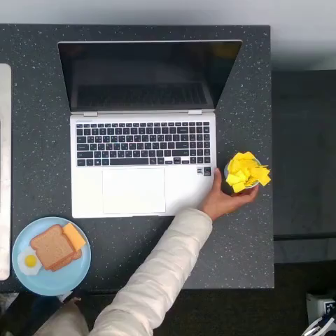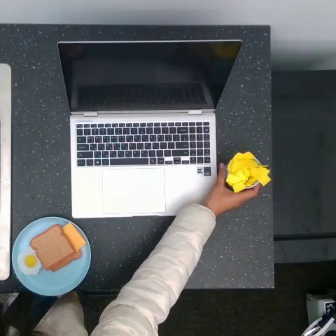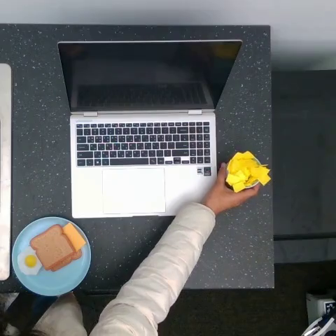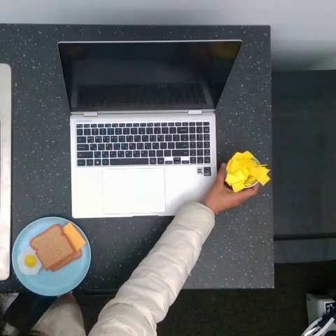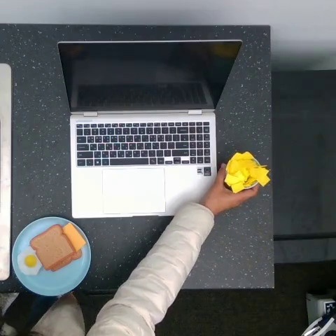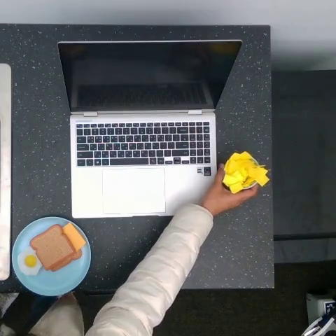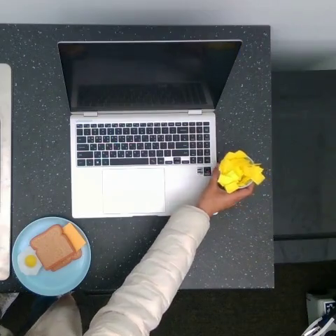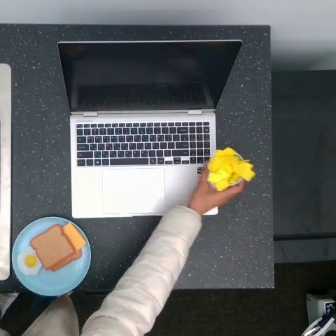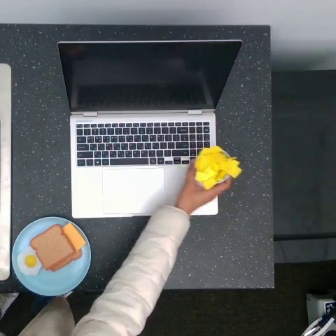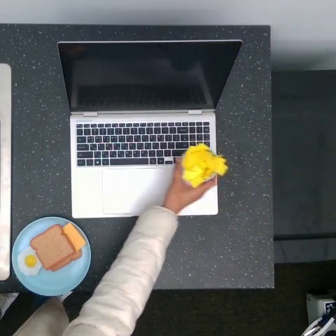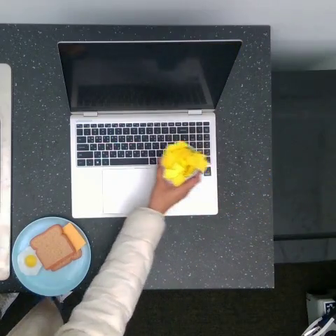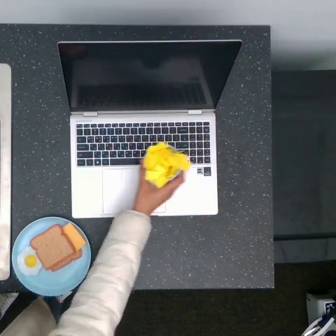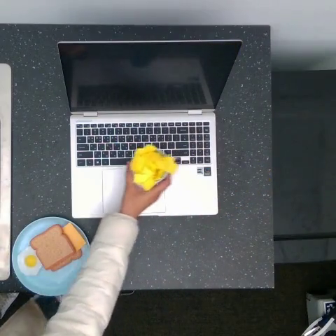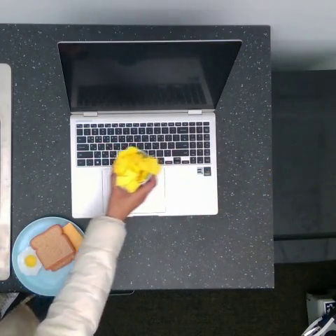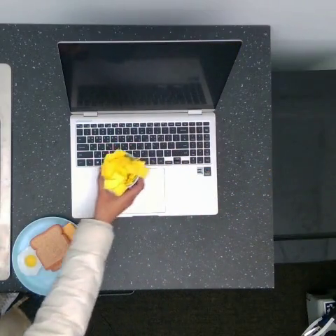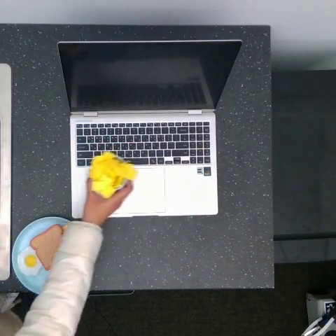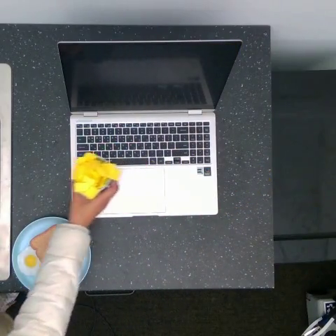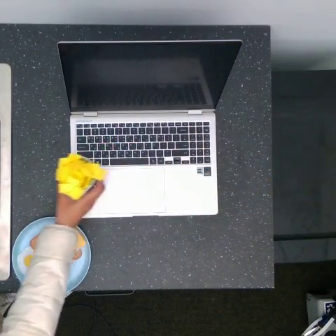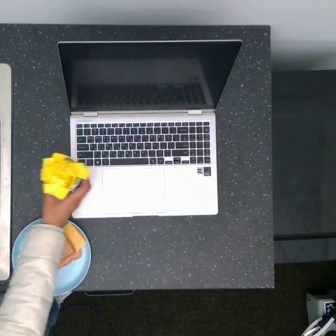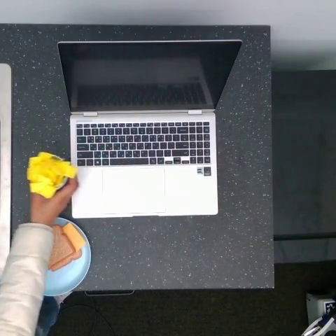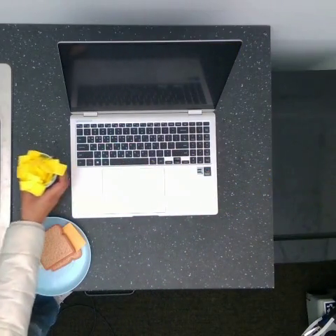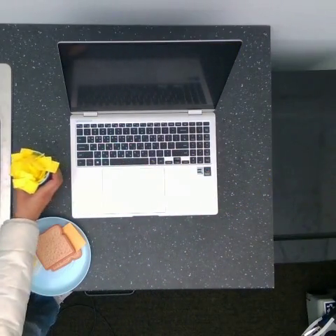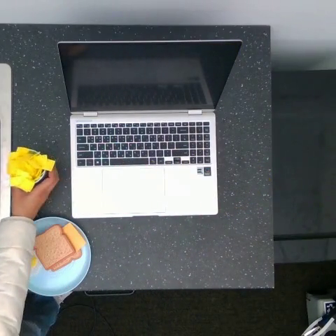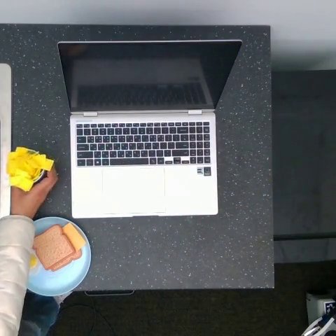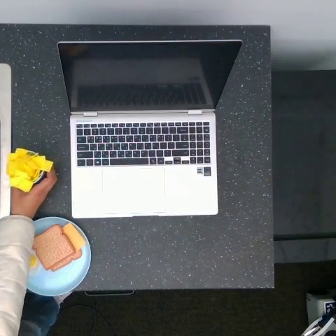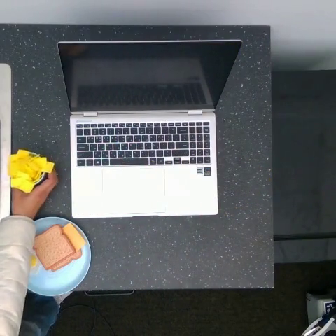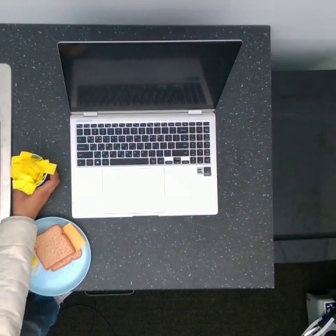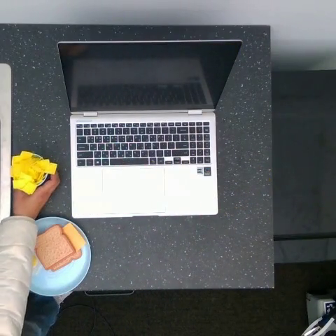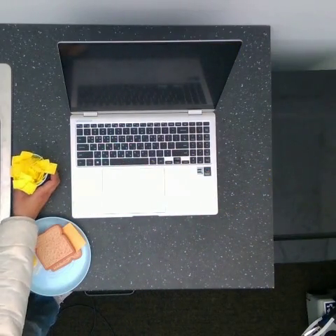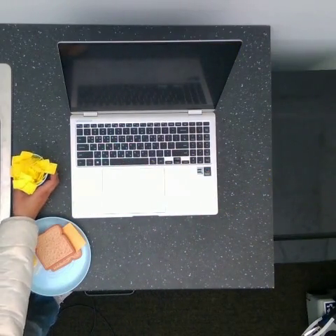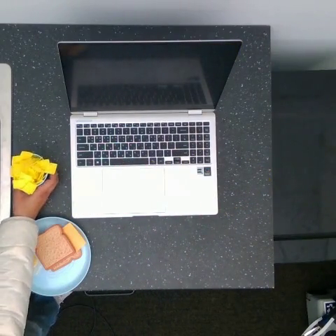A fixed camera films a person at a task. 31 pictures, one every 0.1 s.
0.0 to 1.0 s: The hand goes to the left.
1.0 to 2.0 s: The hand goes to the left.
2.0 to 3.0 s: The hand moves only a little.
Task: pick up the cup and place it left to the laptop.
Motion: move to the left.
